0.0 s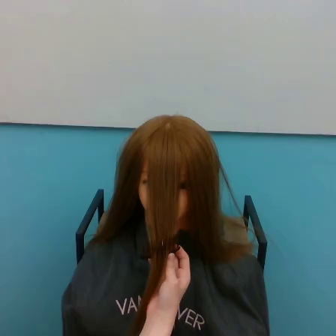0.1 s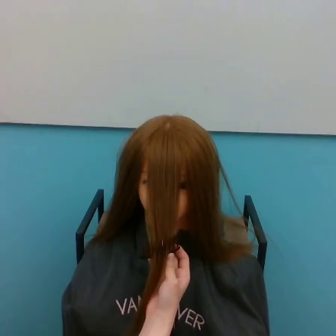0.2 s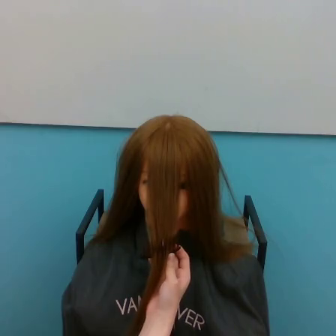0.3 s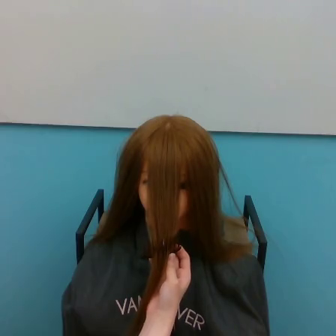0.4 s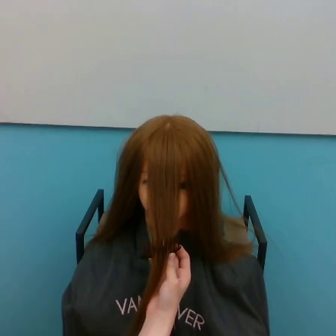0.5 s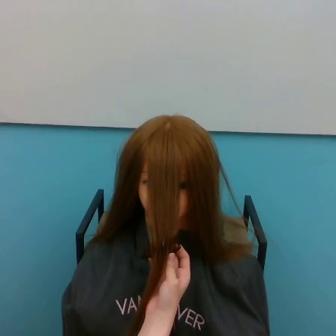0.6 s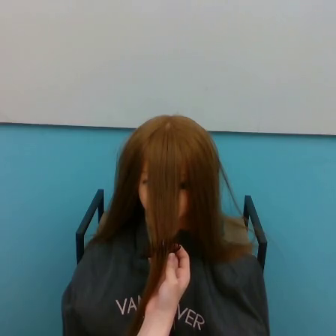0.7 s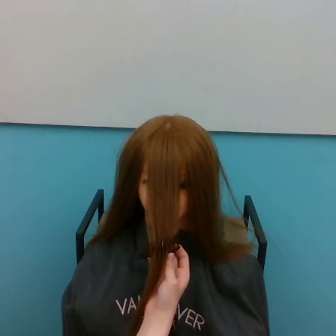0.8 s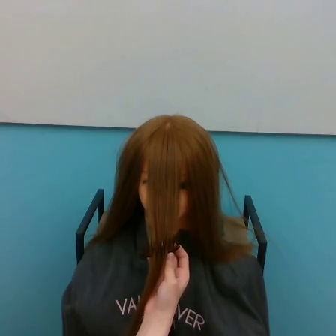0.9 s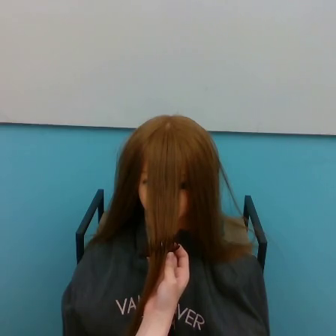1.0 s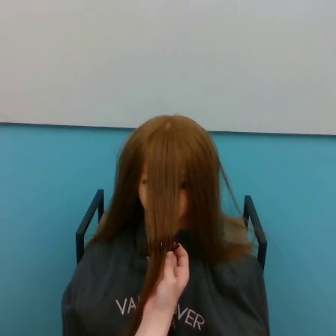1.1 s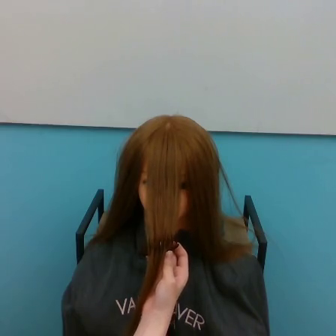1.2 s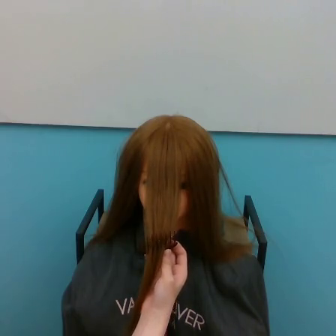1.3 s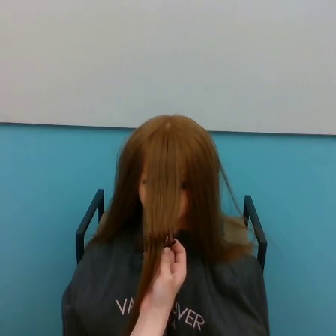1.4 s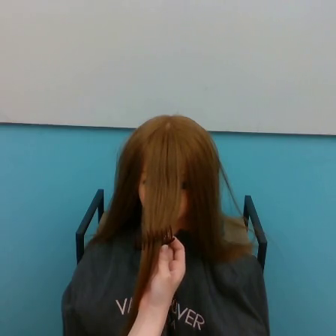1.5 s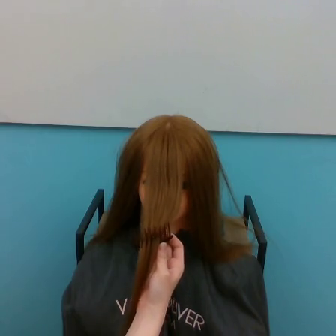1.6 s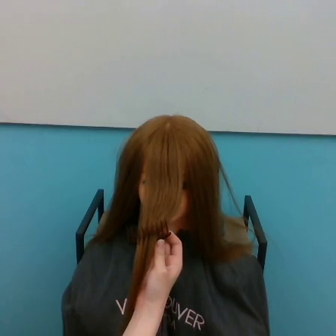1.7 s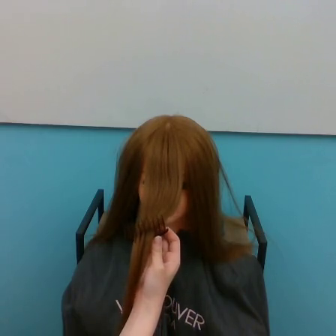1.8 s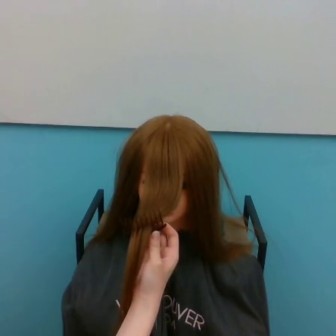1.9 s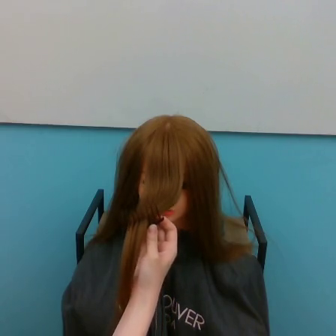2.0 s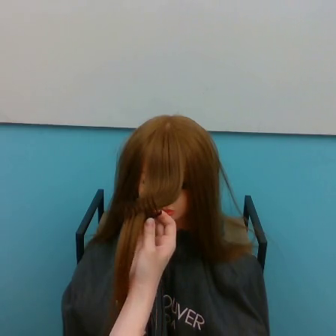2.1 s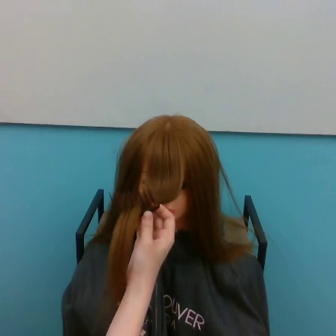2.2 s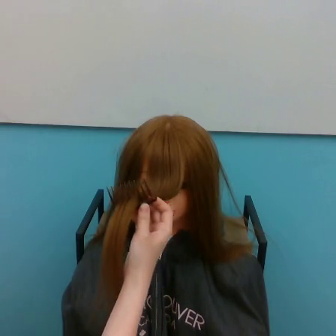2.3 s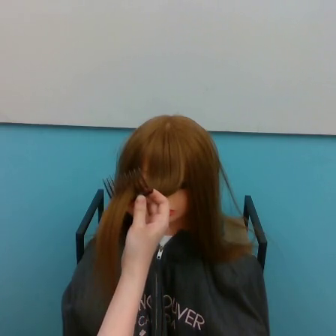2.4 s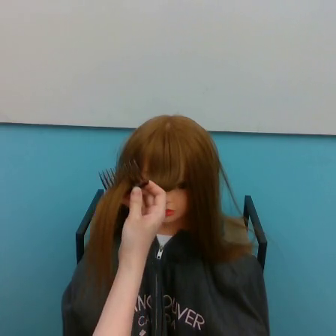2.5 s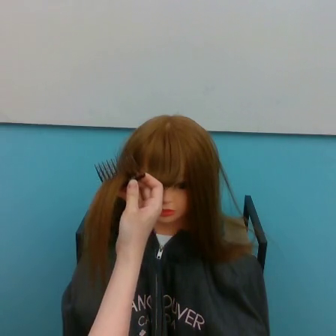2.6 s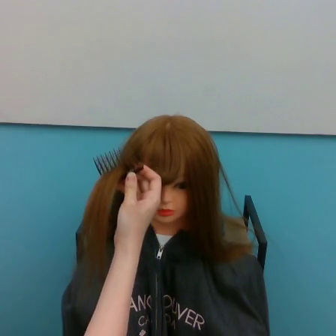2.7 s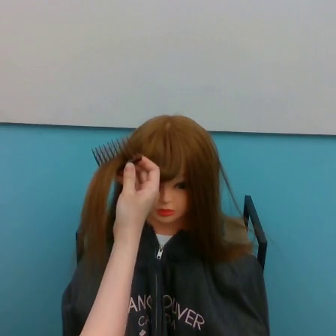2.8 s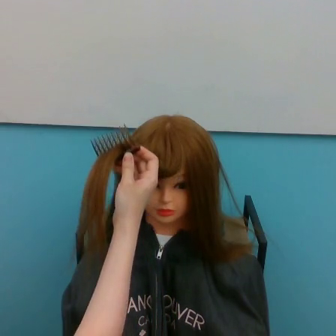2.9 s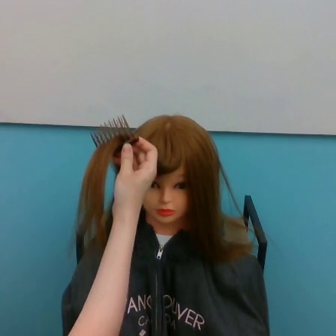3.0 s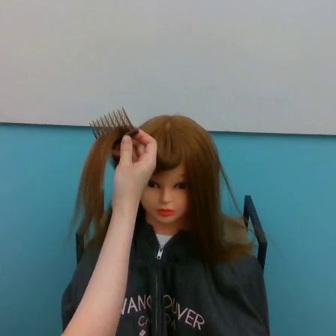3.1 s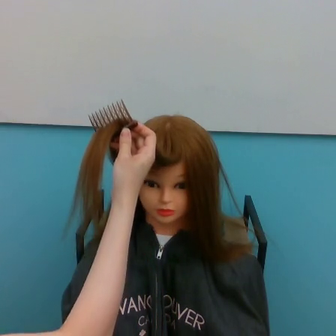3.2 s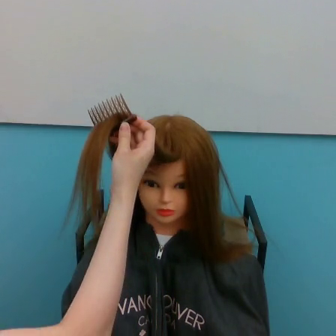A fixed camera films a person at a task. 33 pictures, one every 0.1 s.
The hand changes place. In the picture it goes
upward.
0.0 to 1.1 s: The hand stays where it is.
1.1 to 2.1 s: The hand goes upward and to the left.
2.1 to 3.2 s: The hand goes upward.
Task: tidy front hair.
